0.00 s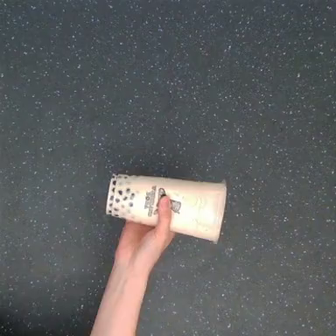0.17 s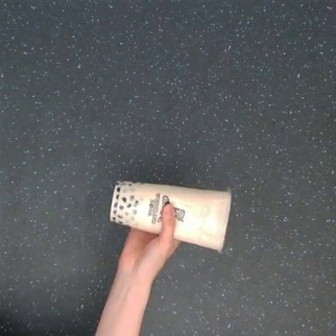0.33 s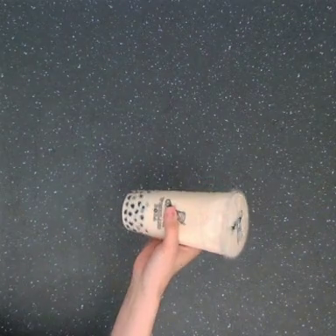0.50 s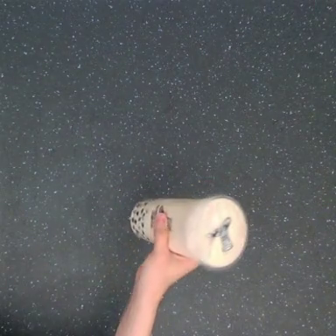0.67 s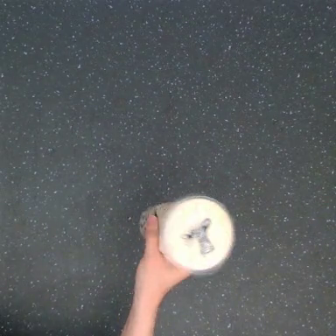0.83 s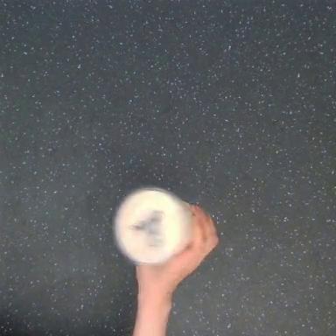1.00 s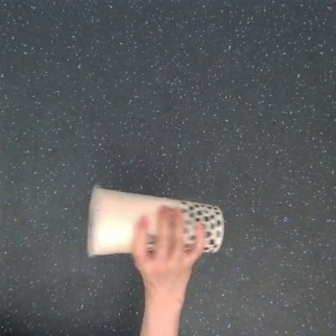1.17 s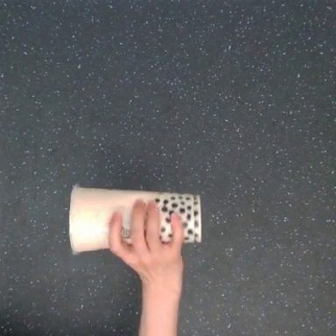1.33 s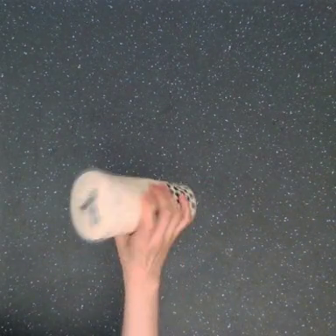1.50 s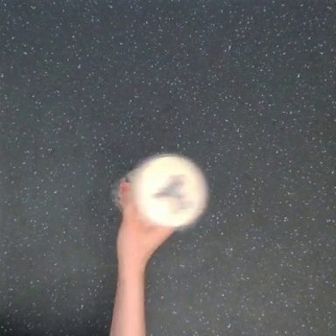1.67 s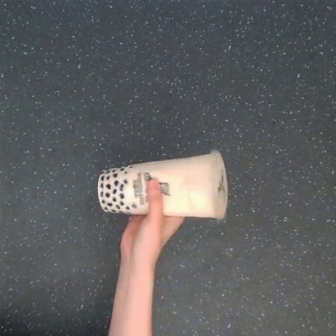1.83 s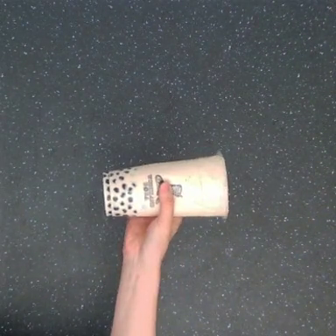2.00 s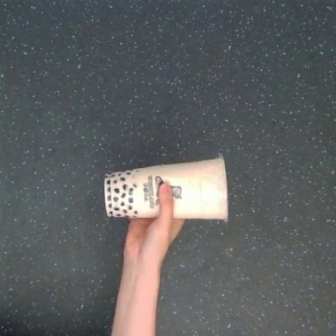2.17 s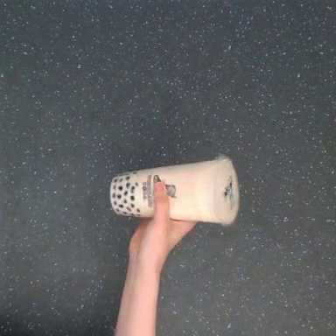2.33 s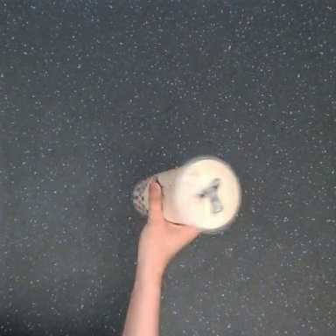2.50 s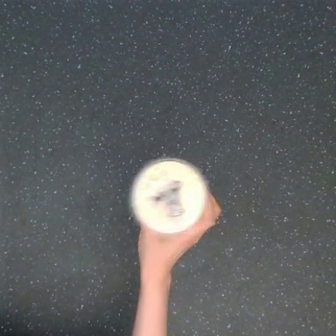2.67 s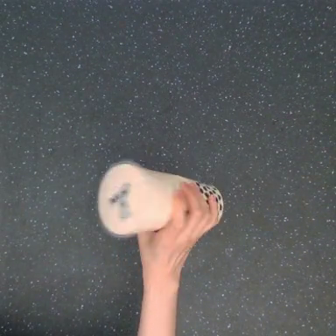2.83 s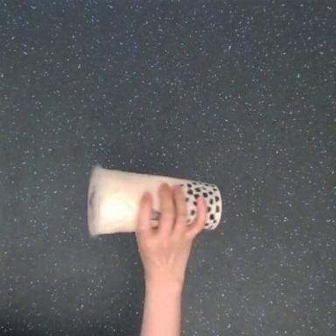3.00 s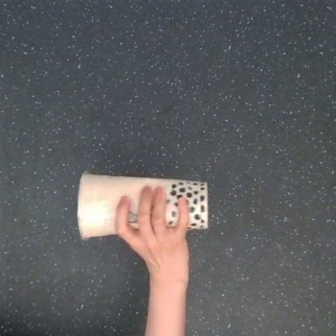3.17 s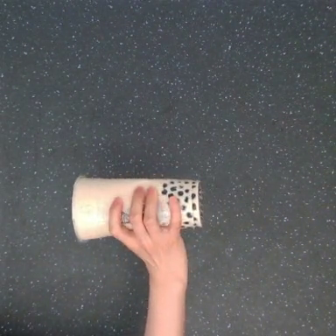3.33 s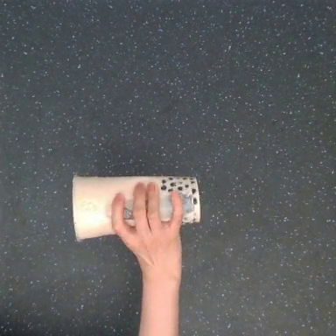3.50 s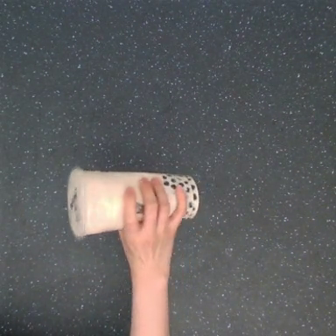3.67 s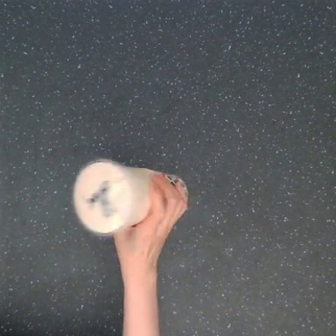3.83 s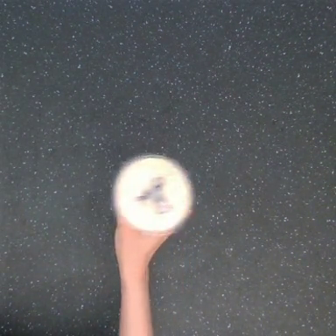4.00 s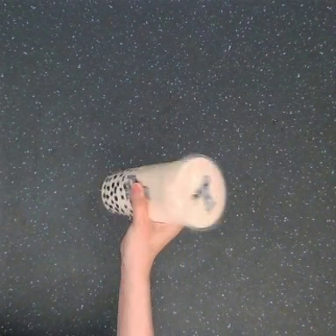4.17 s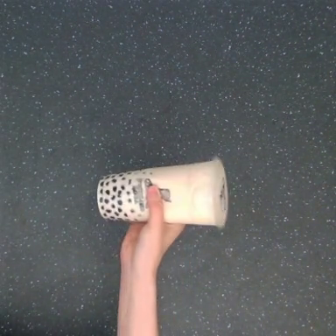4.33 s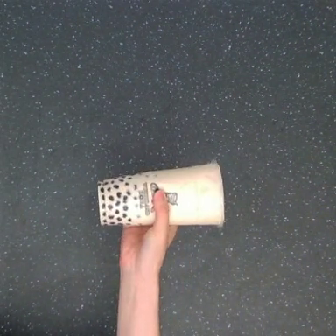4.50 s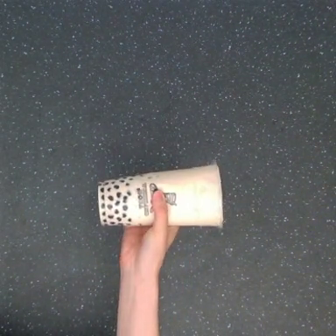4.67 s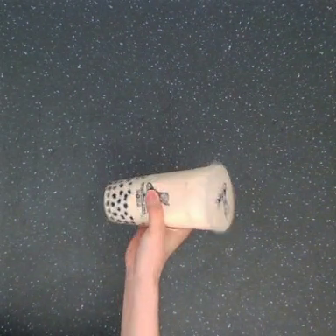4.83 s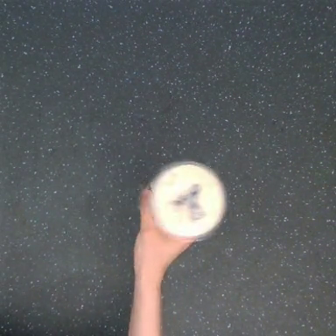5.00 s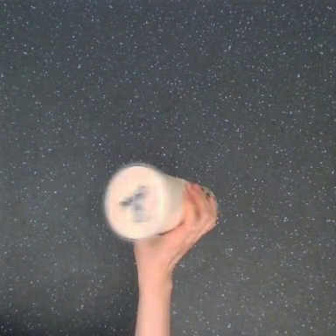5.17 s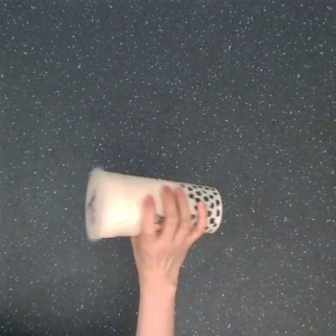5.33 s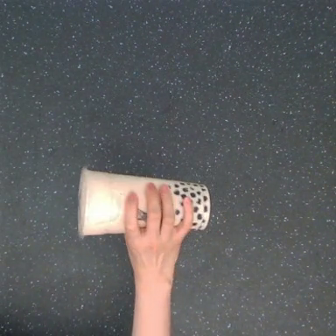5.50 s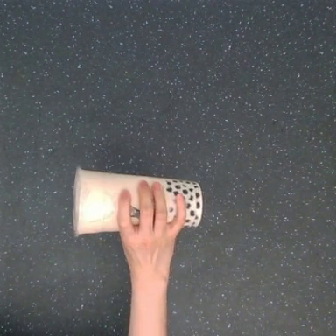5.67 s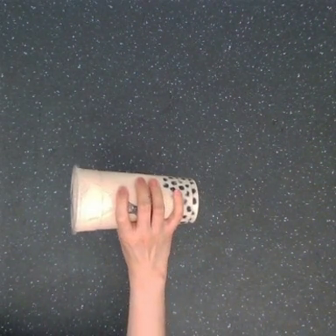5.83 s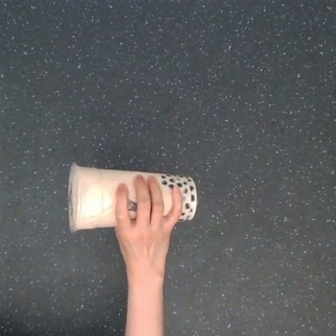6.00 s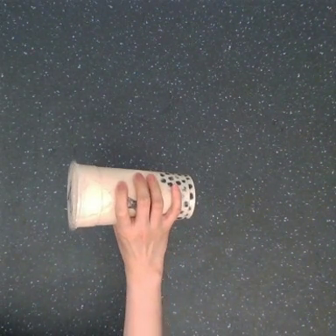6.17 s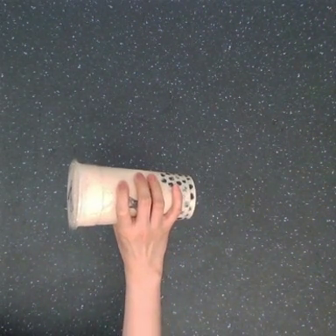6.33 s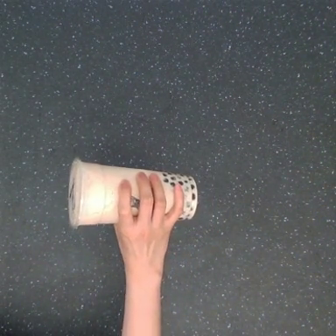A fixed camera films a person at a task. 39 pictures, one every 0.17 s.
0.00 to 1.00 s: The hand goes downward and to the right, then to the left.
1.00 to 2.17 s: The hand goes upward, then to the right.
2.17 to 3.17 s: The hand goes to the left and downward, on a clockwise arc.
3.17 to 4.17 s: The hand goes upward and to the right.
4.17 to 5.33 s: The hand goes to the right and downward, then to the left.
5.33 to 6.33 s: The hand moves only a little.
Task: shake the boba.
Motion: rotate the object counter-clockwise, then reverse it to rotate it clockwise, repeating this sequence 2.5 times.
